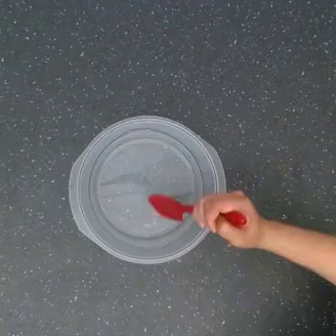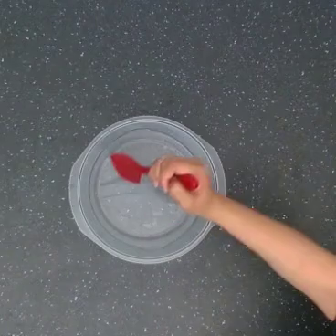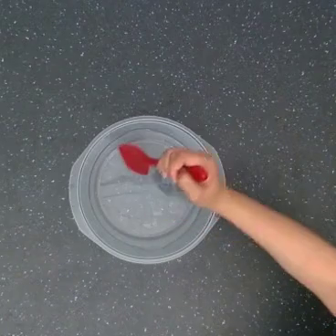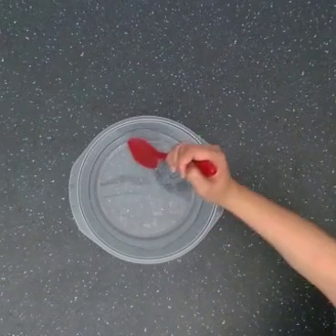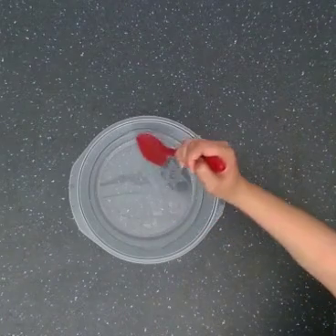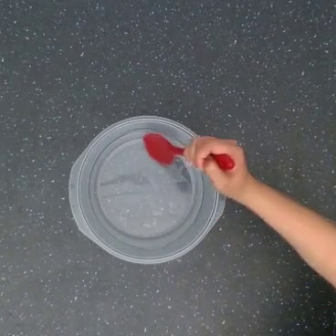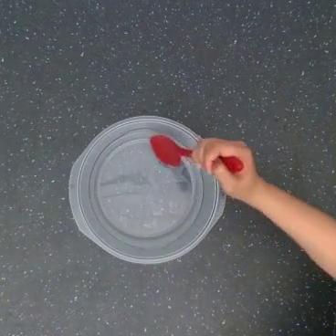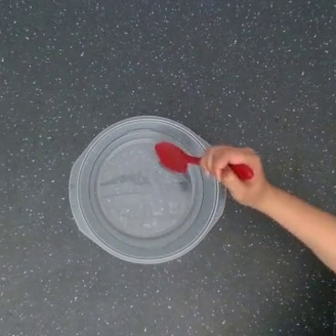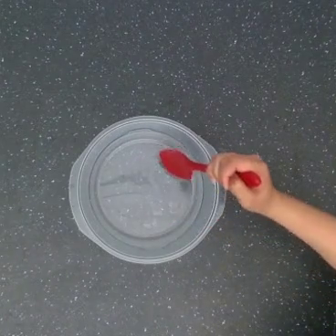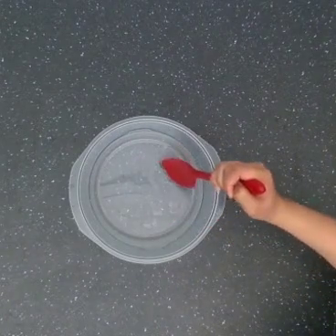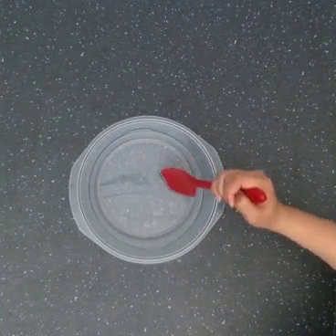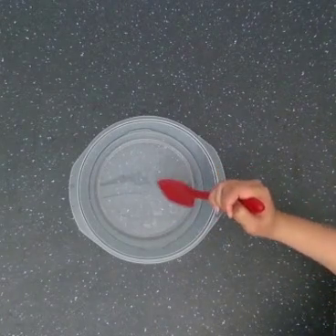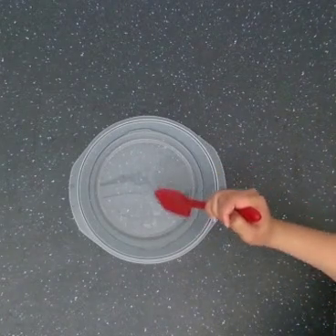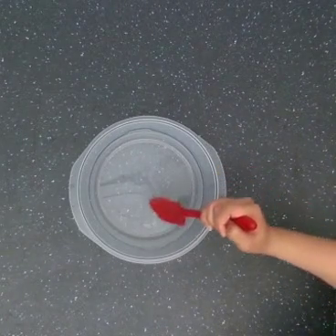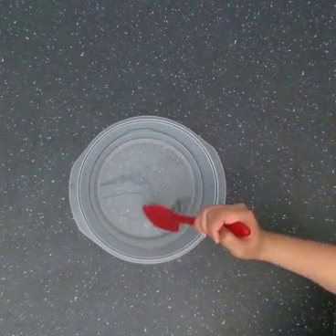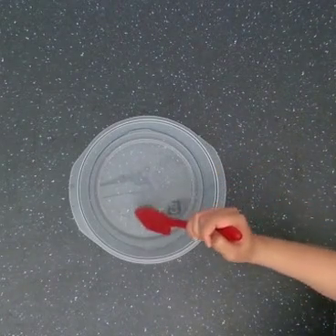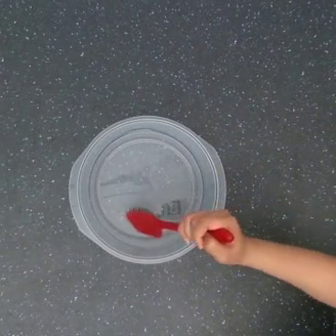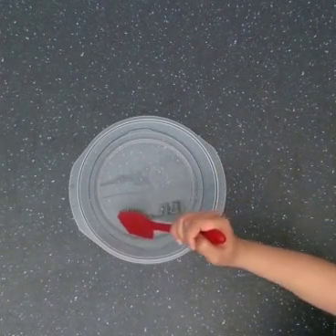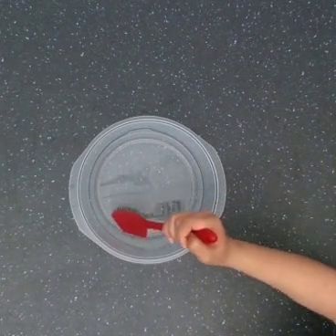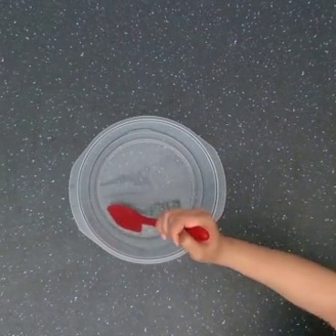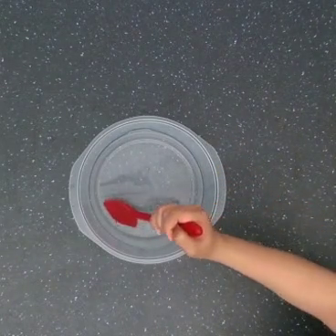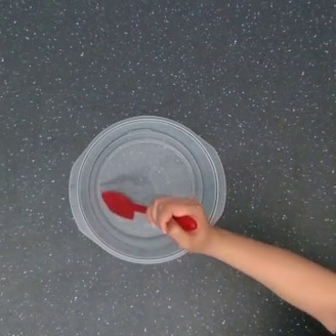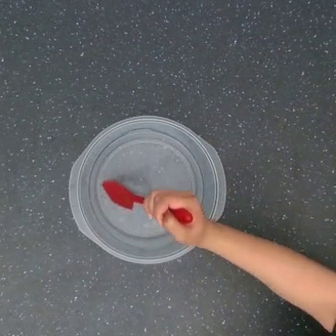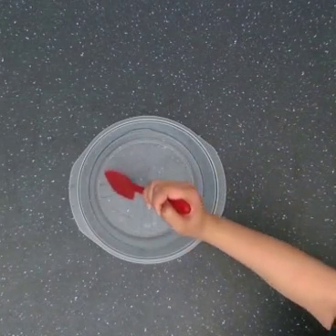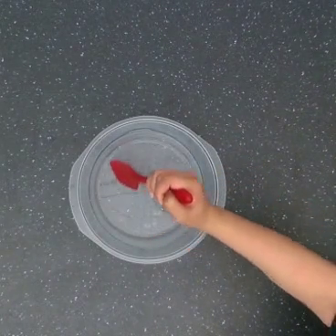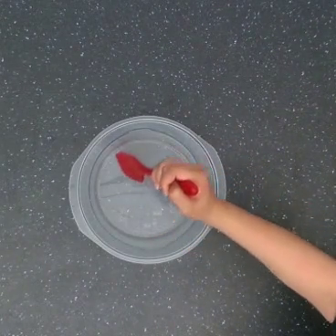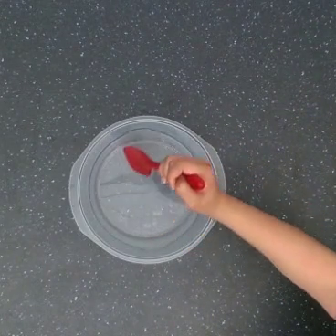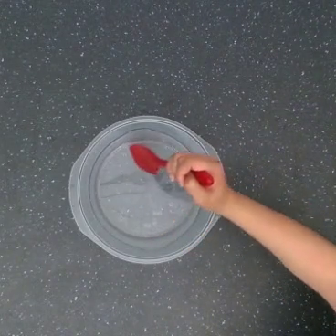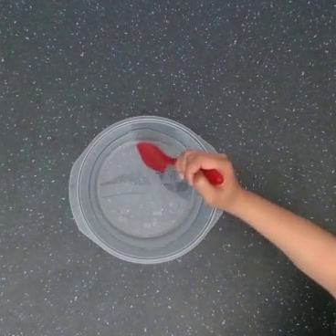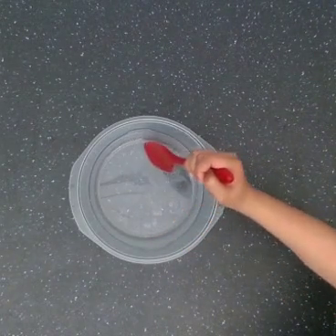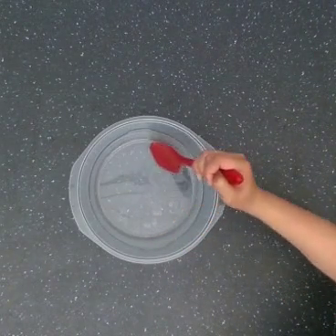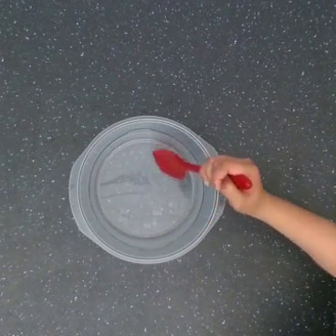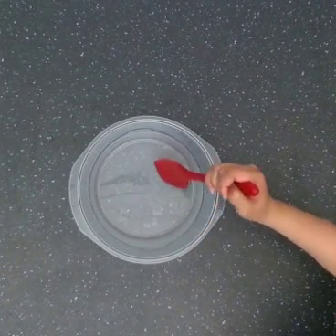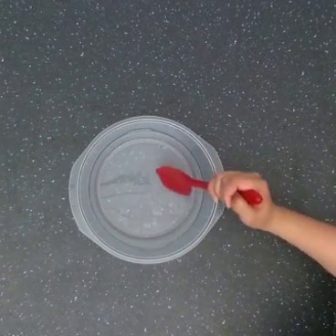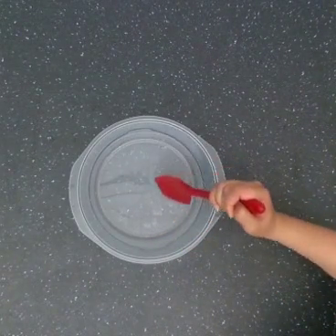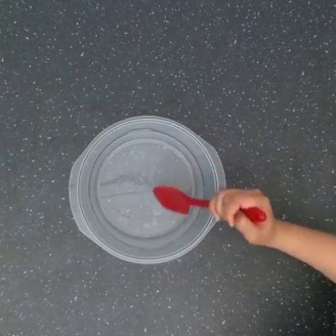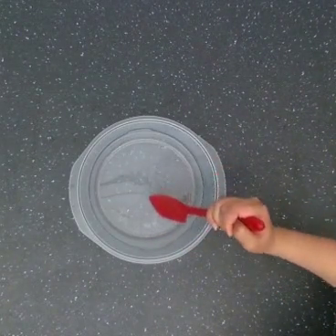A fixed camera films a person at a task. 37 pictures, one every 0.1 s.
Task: stir.
Motion: make 2 circular motions clockwise.
0.0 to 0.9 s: The hand goes upward, then to the right and downward.
0.9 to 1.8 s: The hand goes downward and to the left, on a clockwise arc.
1.8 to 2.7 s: The hand goes upward, on a clockwise arc.
2.7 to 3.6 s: The hand goes downward and to the right, on a clockwise arc.
In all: It circles clockwise, turning through about 630 degrees.
